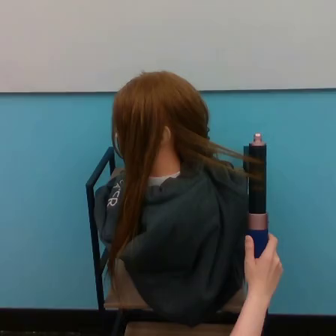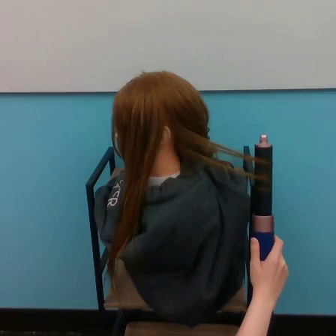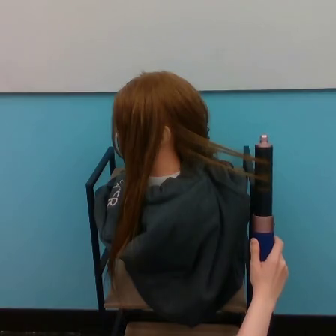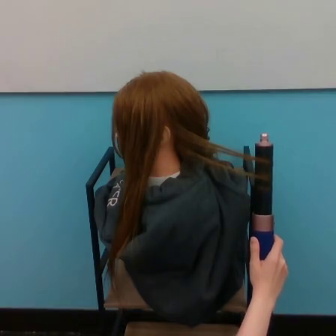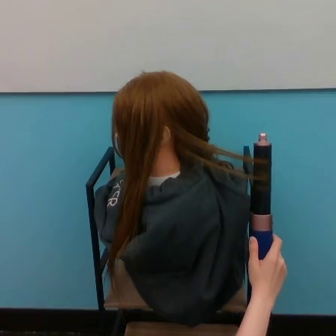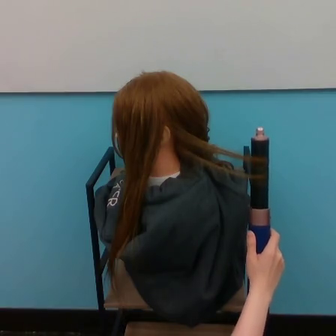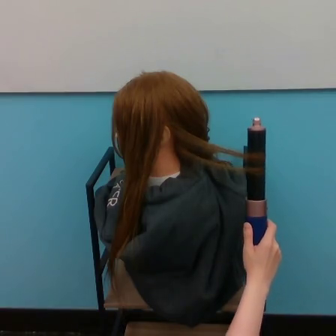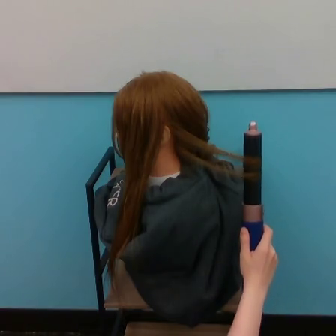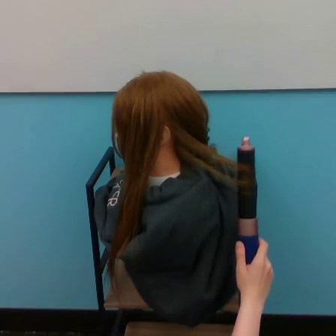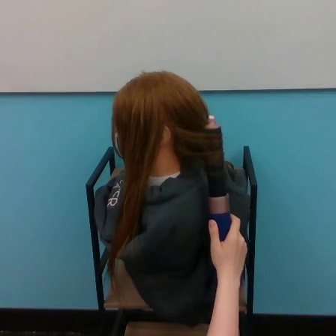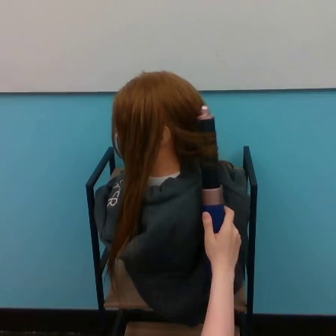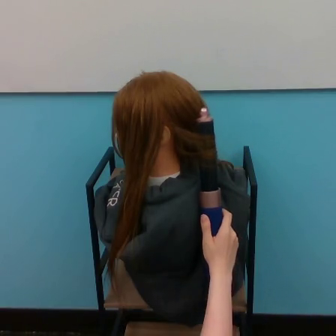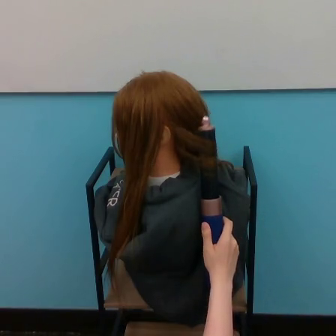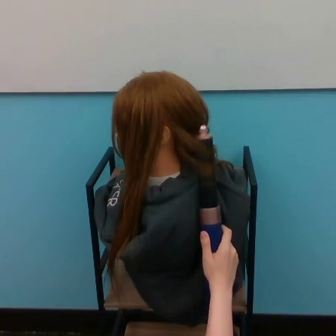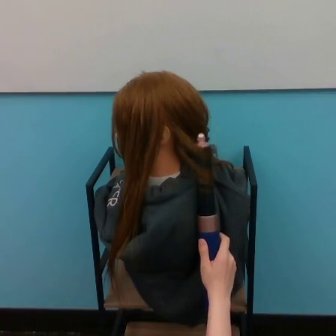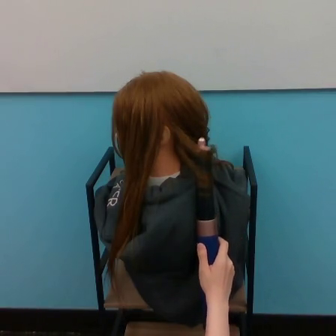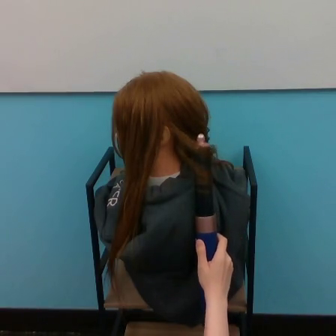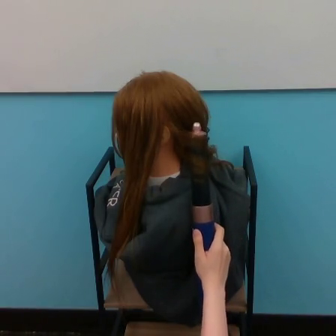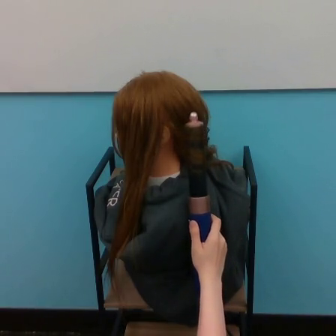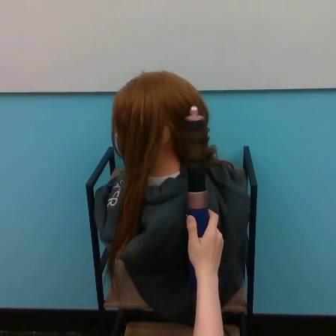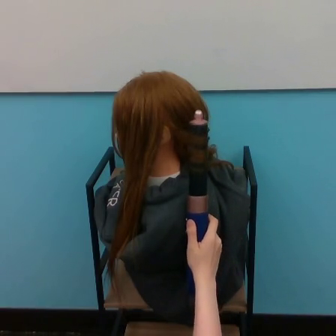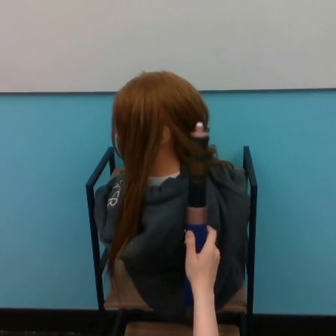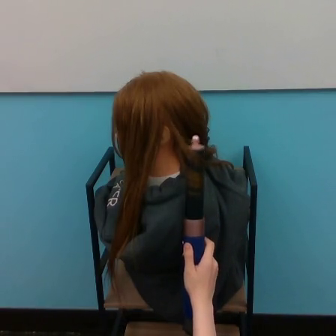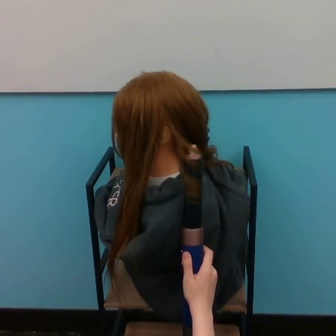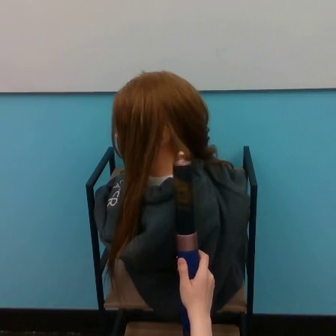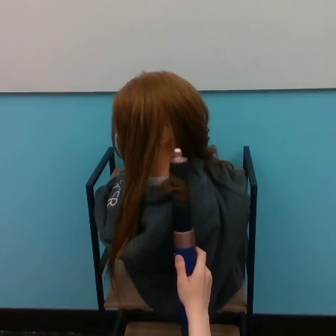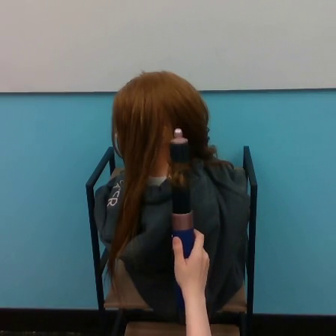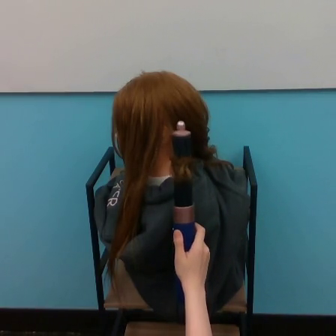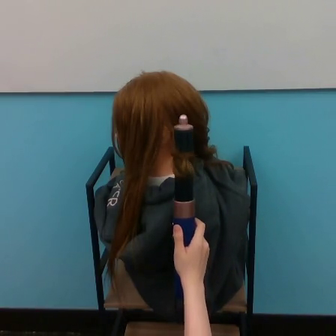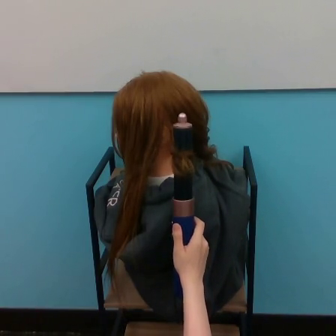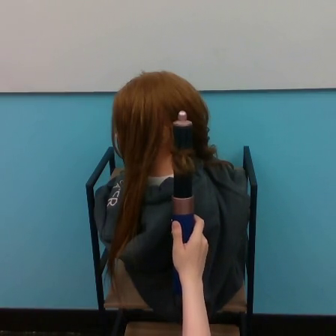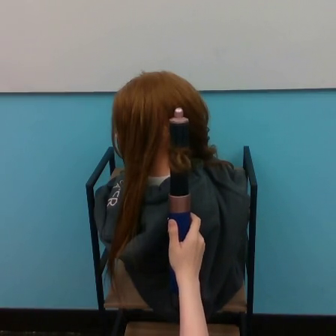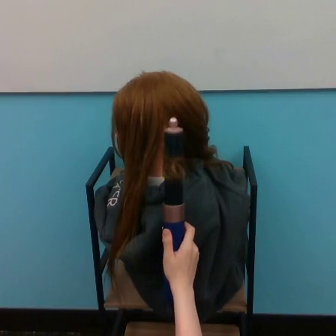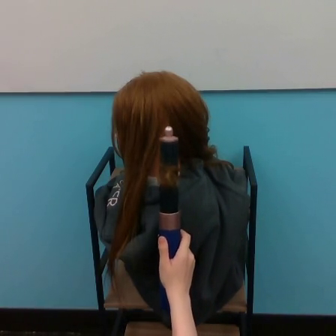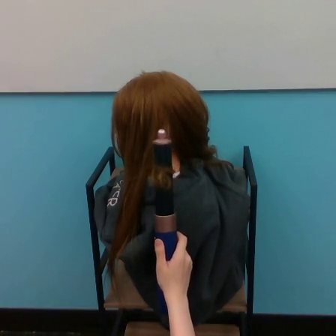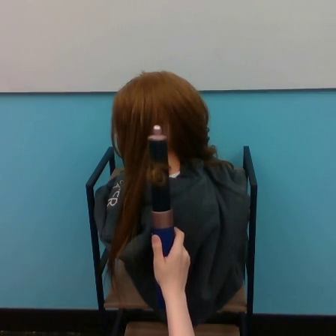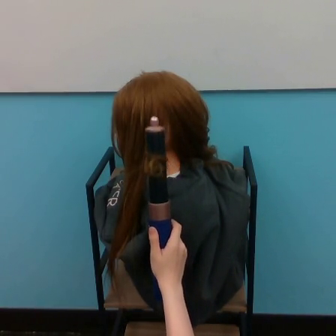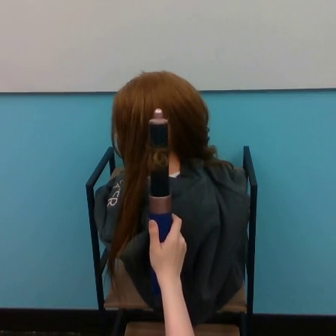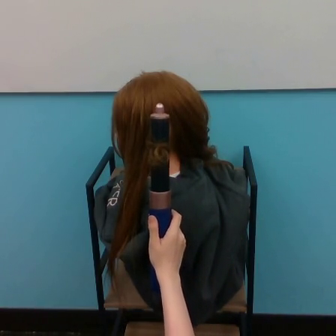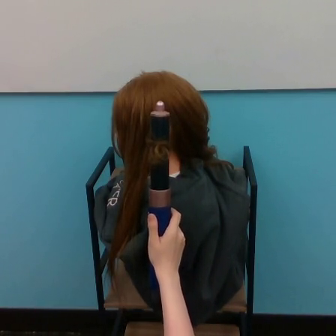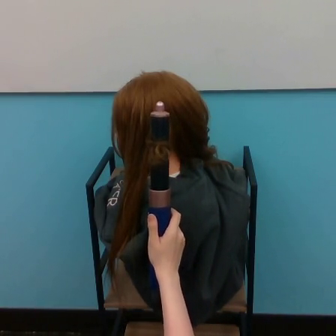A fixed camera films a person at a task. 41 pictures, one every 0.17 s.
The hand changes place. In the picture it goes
to the left.
0.00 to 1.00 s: The hand moves only a little.
1.00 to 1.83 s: The hand goes to the left.
1.83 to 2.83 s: The hand goes downward, then upward.
2.83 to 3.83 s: The hand goes downward.
3.83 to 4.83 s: The hand goes upward.
4.83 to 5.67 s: The hand goes to the left and downward.
5.67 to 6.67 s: The hand goes upward.
Task: curl hair.
Motion: move to the left, making vertical oscillations up and down.
